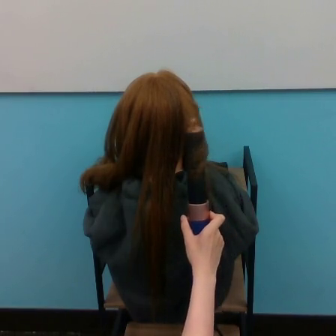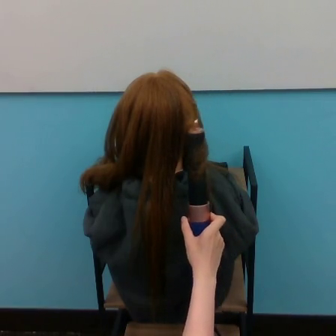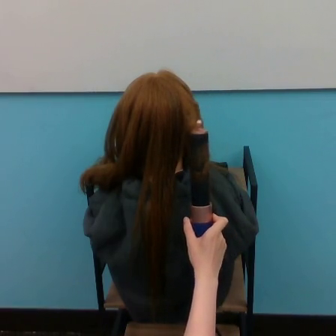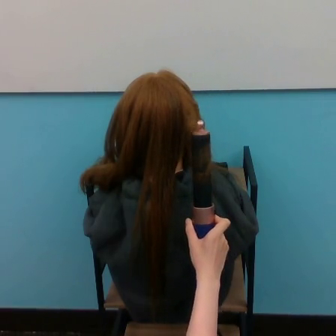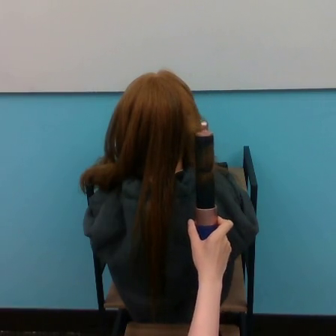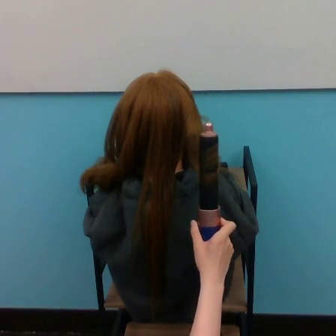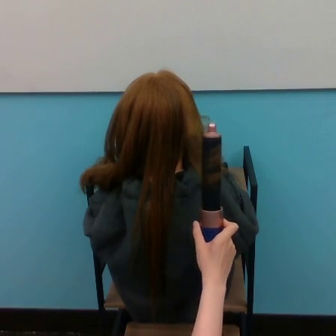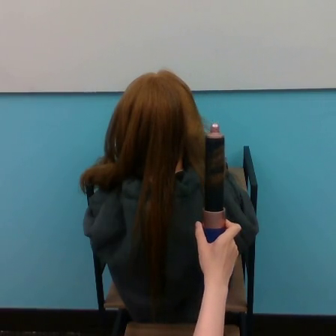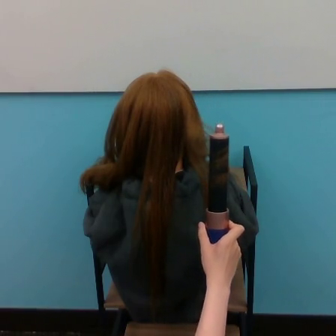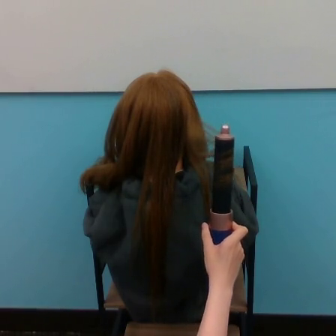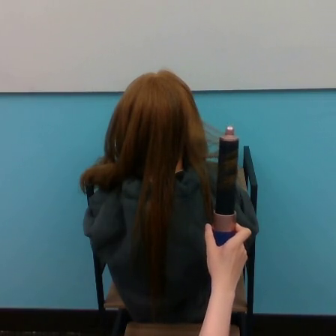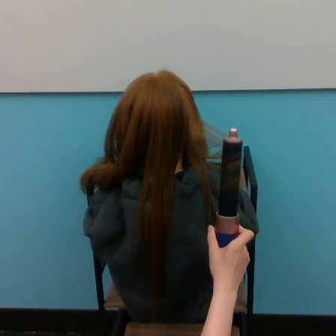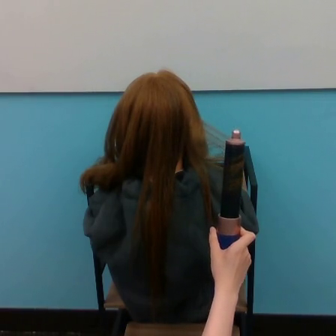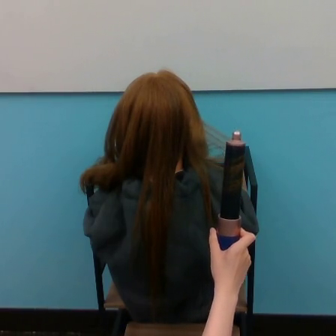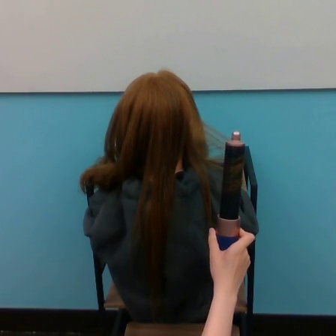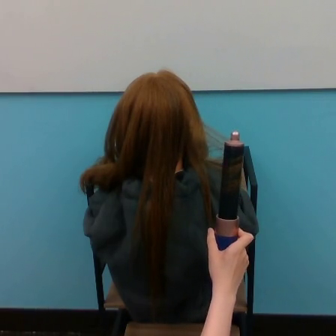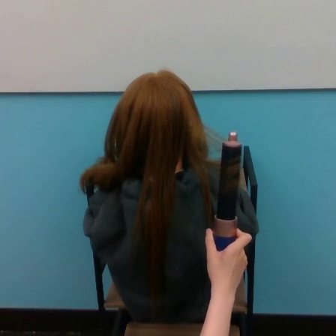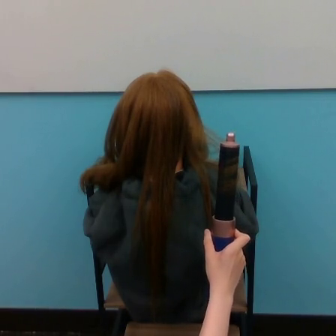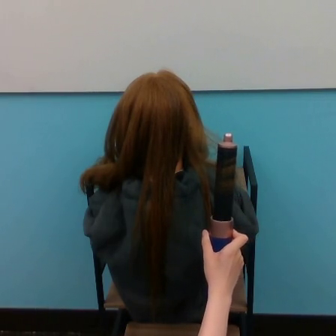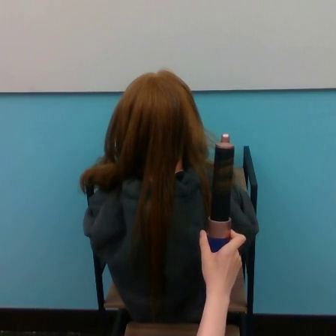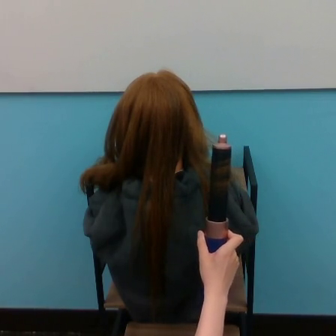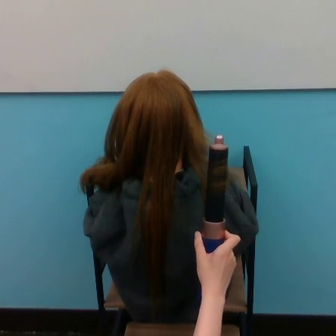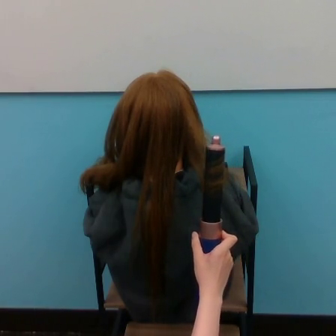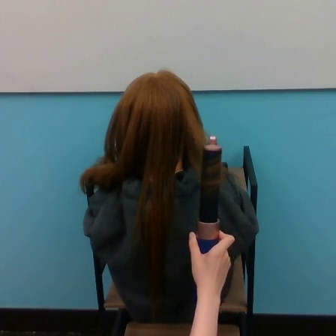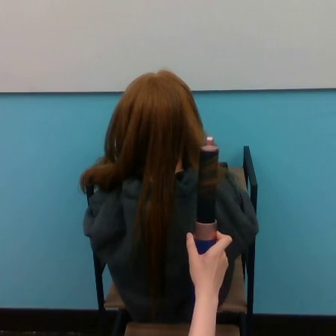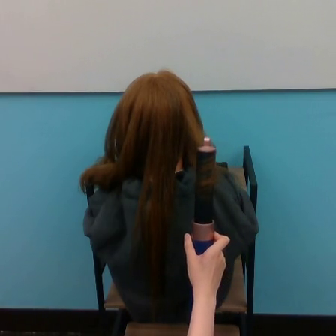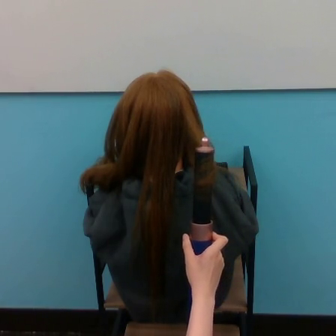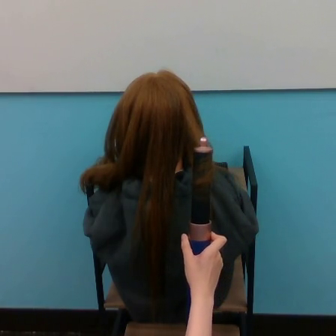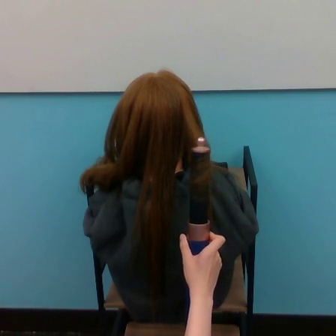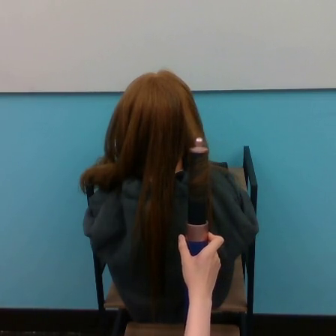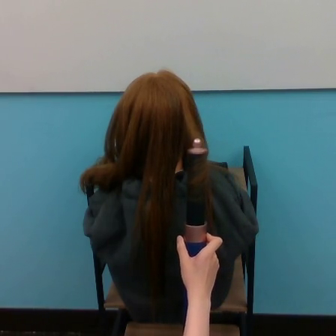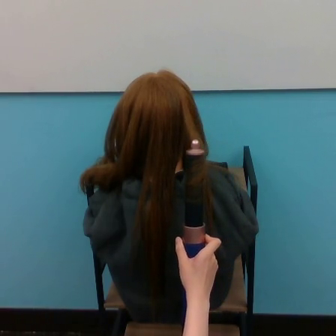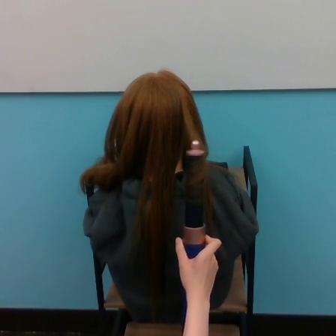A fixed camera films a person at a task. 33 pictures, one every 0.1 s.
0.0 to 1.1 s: The hand goes to the right and downward.
1.1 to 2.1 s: The hand moves only a little.
2.1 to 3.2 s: The hand goes to the left.
Task: curl hair.
